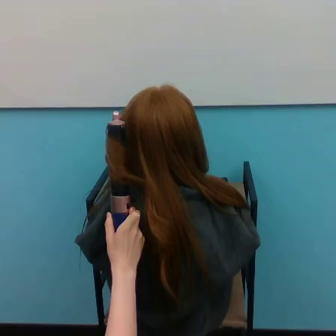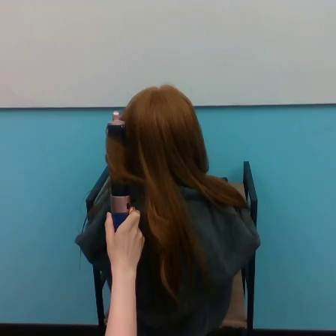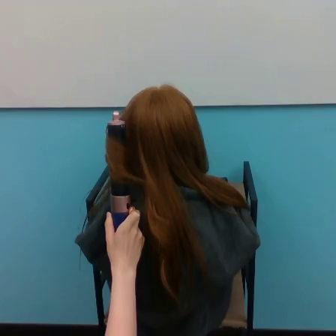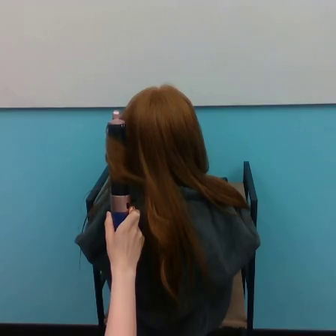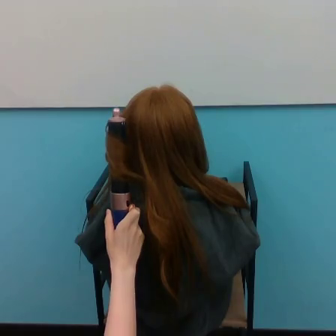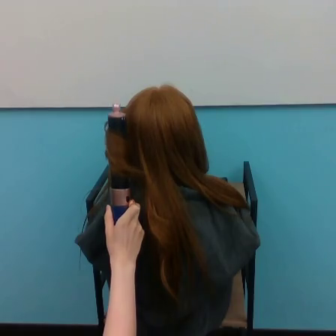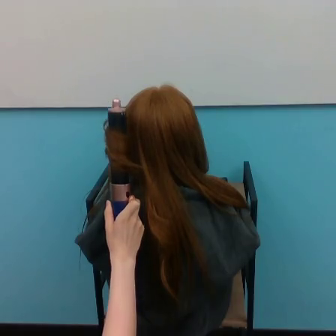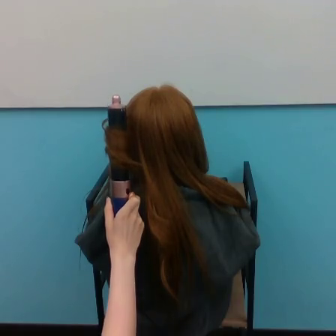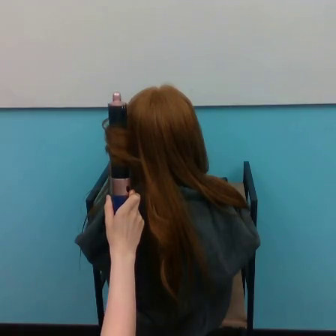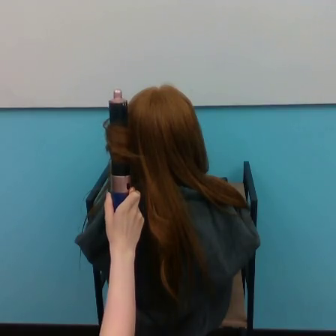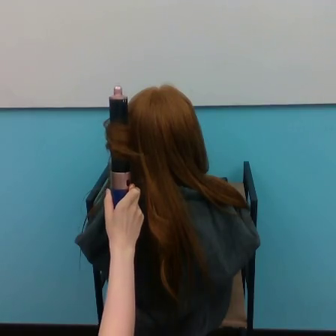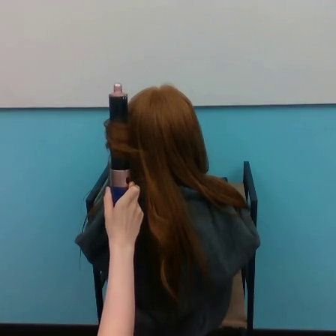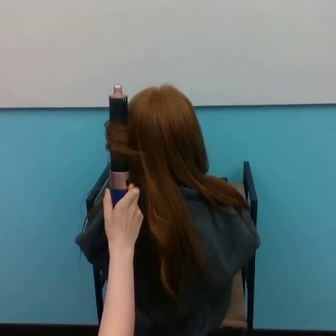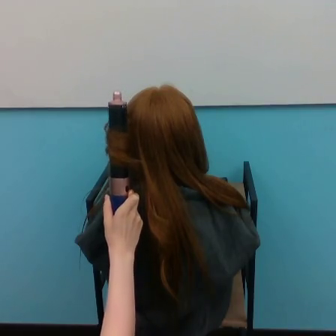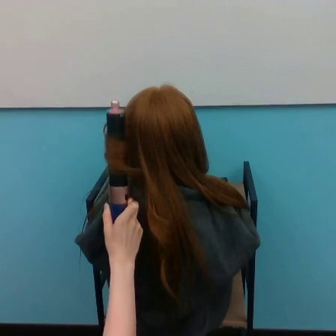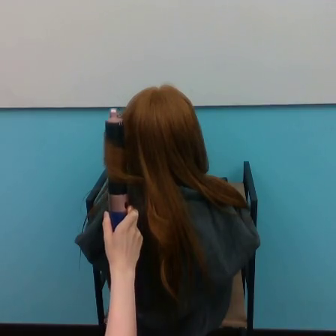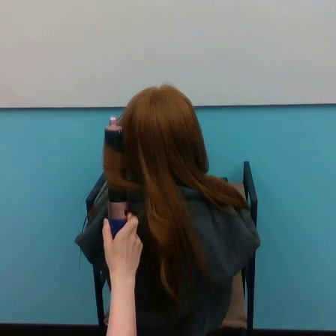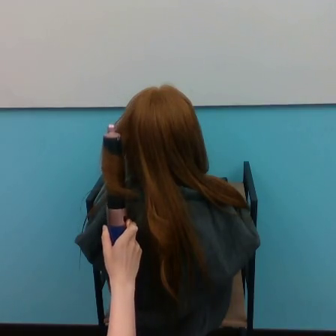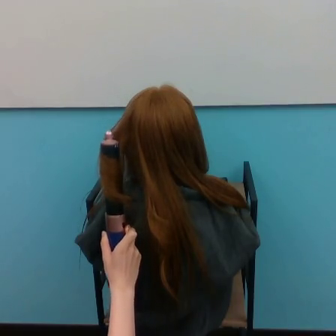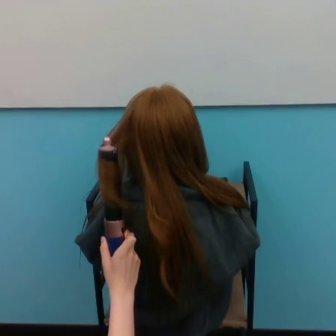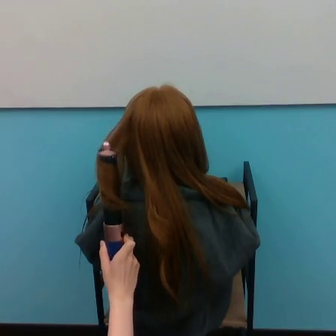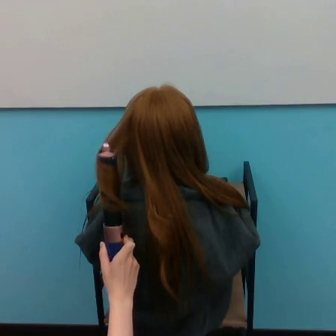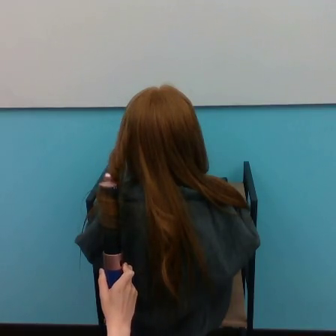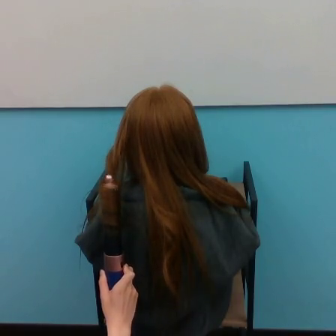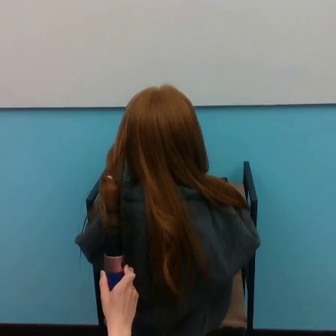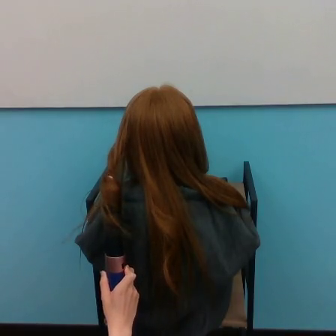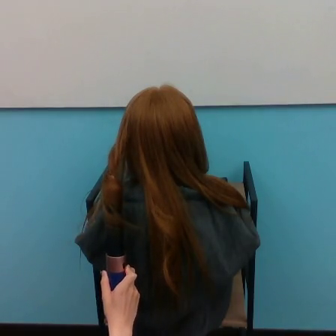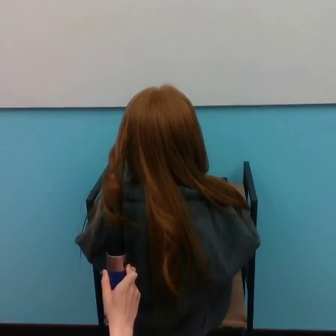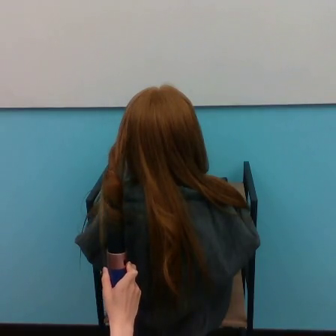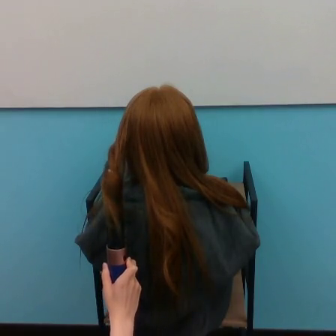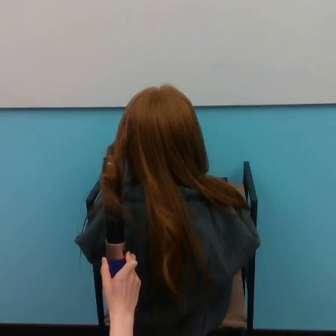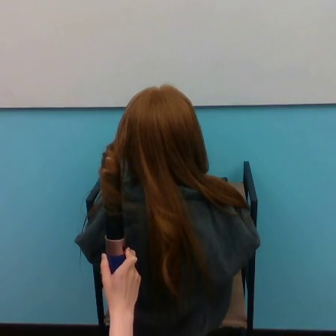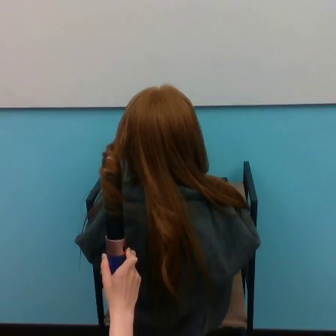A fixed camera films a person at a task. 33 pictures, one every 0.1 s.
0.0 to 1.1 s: The hand goes upward.
1.1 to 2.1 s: The hand goes downward.
2.1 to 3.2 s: The hand goes downward, then upward.
Task: curl hair.
